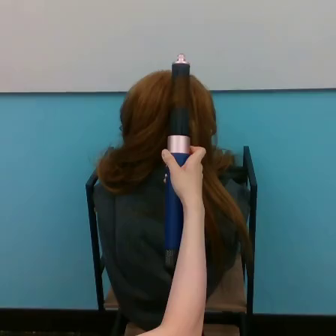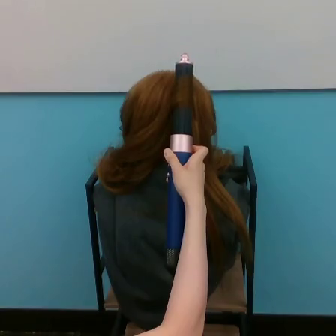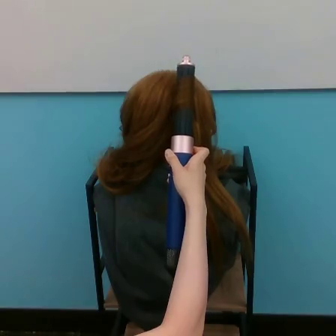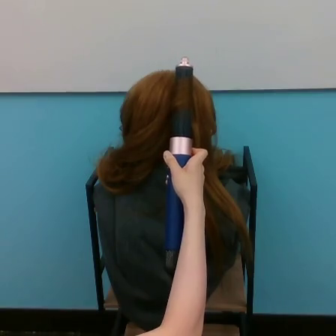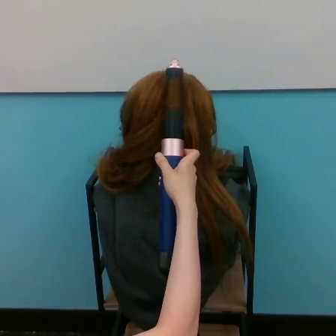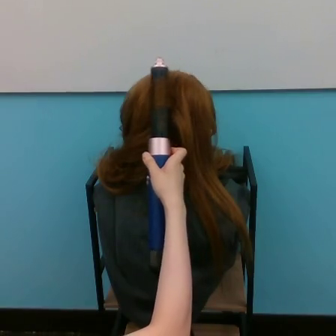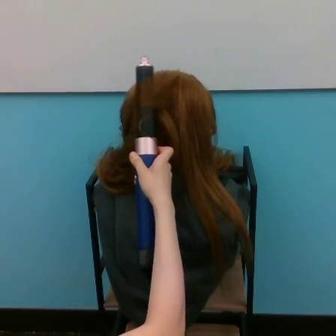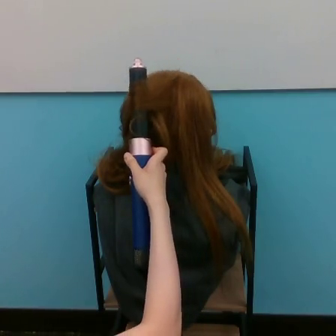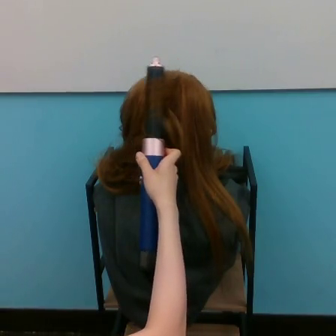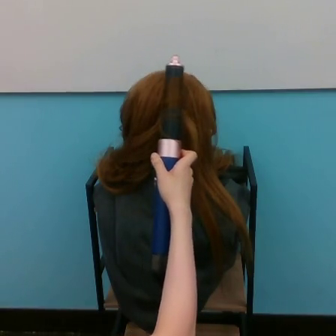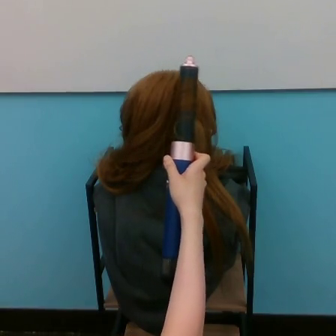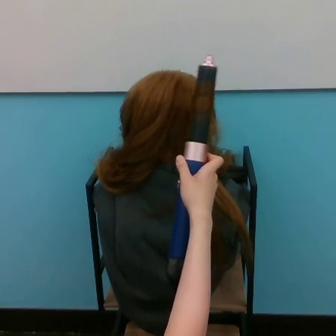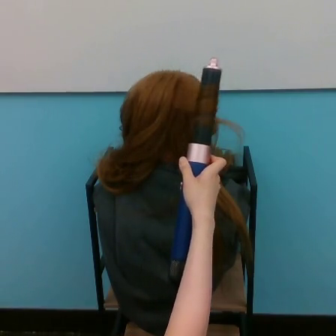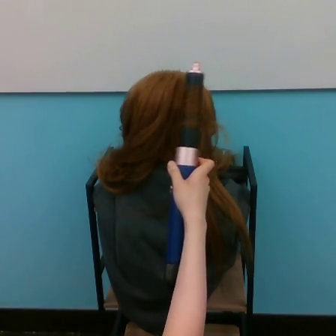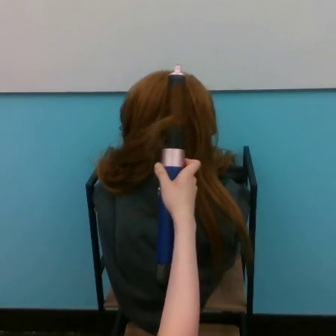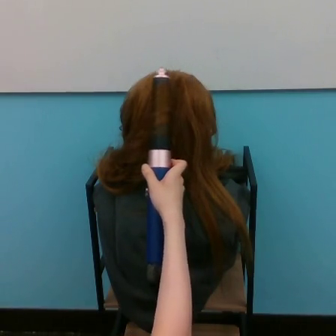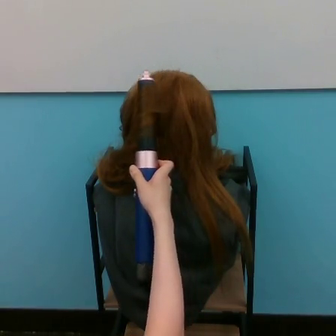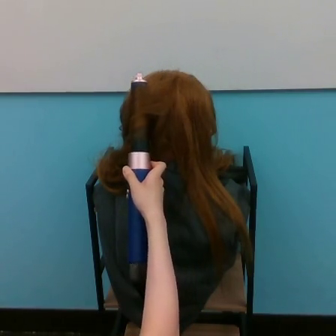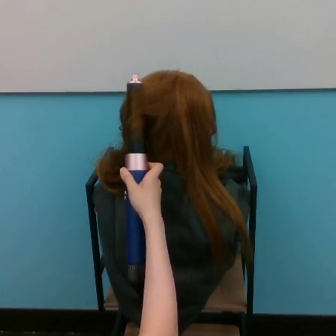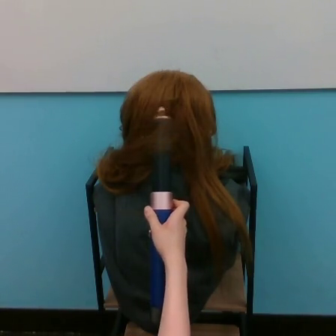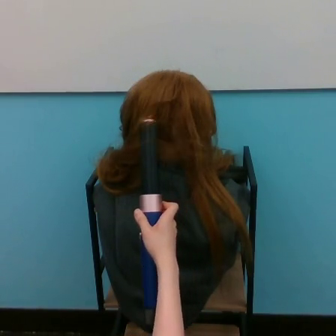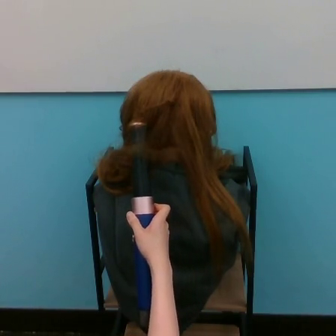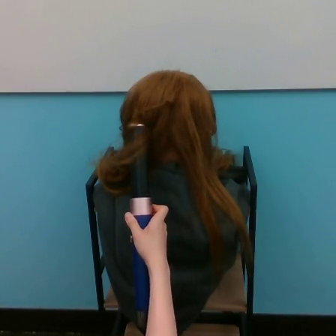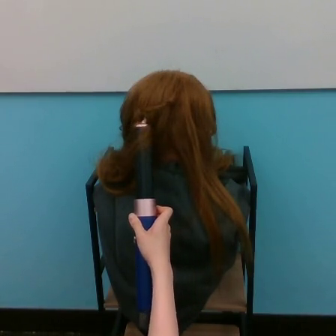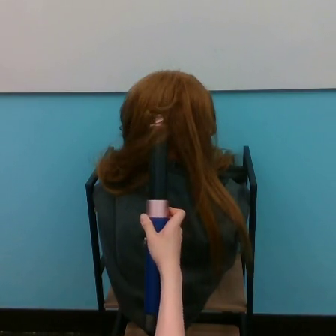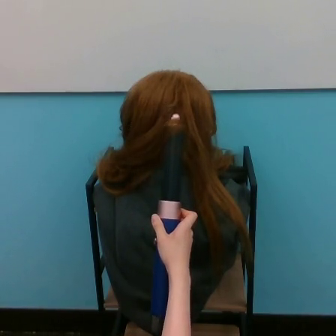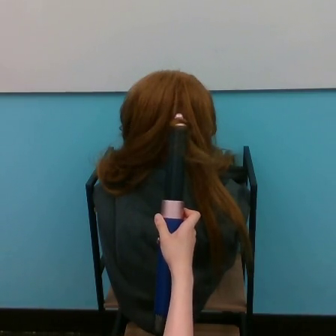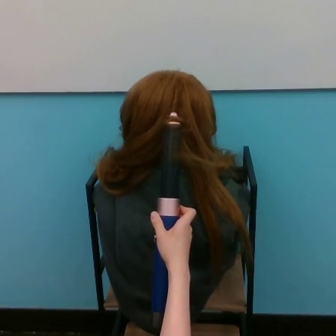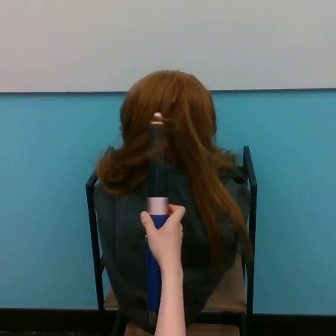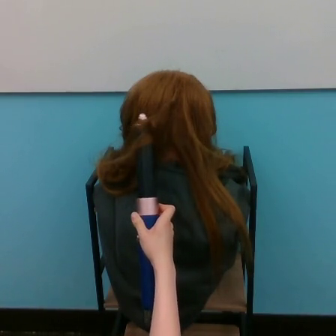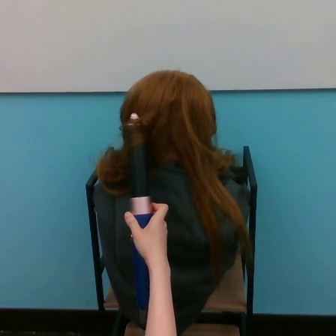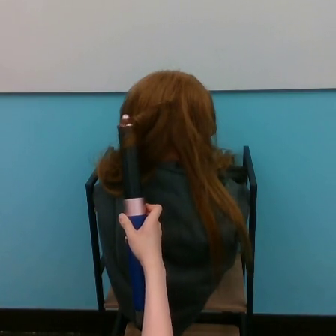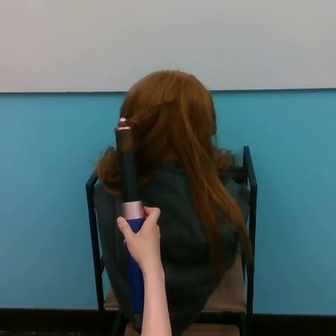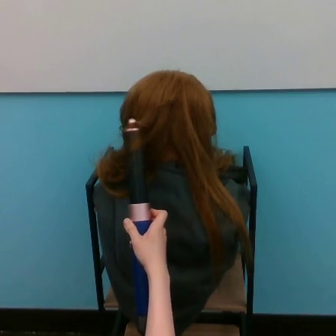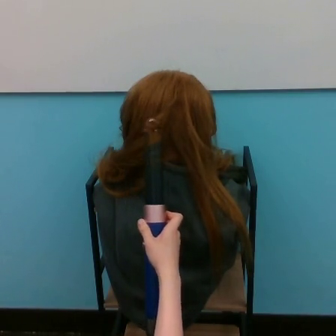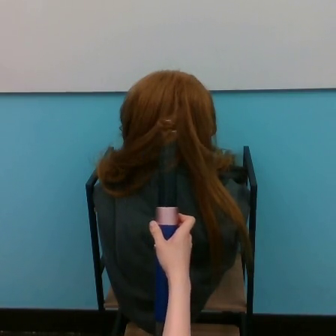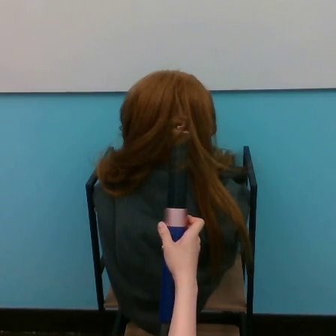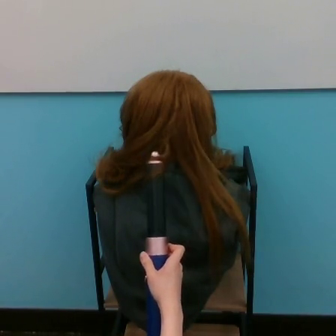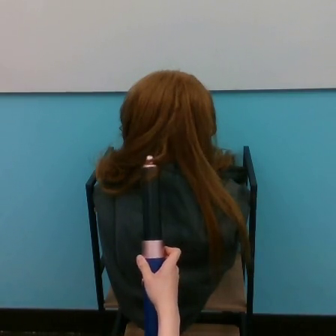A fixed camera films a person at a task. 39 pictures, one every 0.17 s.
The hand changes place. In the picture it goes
downward.
0.00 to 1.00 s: The hand goes to the left.
1.00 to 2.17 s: The hand goes to the right.
2.17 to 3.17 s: The hand goes to the left, then downward and to the right.
3.17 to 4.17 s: The hand goes to the left, then to the right.
4.17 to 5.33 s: The hand goes to the left, on a counterclockwise arc.
5.33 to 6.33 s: The hand goes downward and to the right, on a clockwise arc.
Task: curl hair.
Motion: move downward, making horizontal oscillations to the left and to the right.
